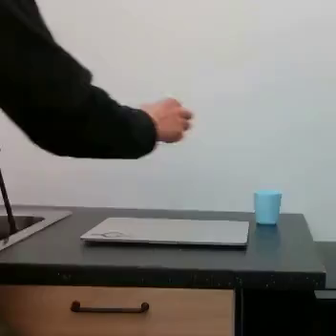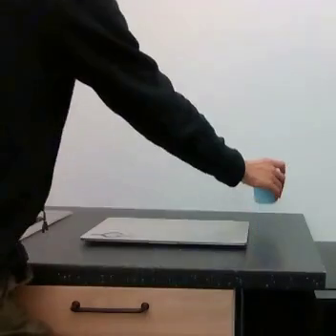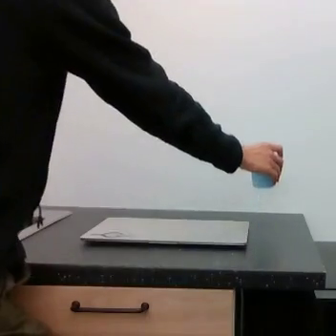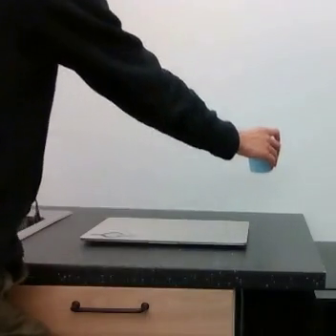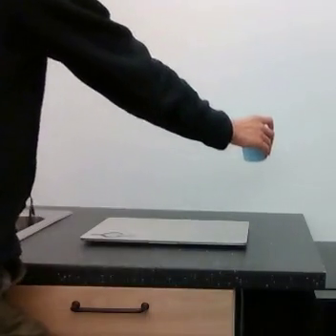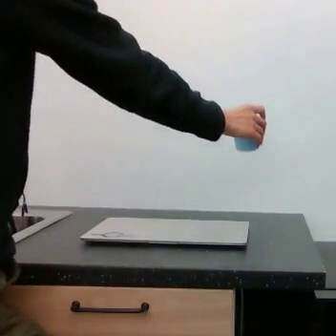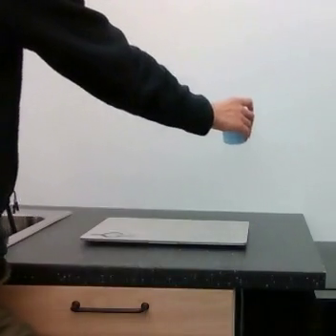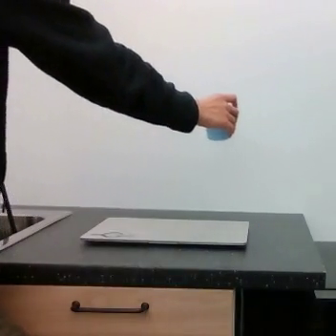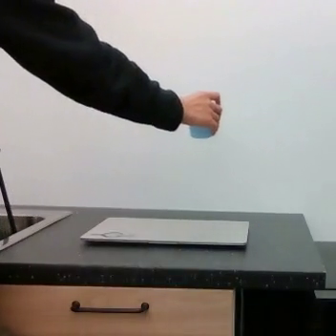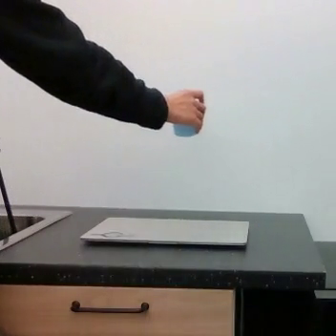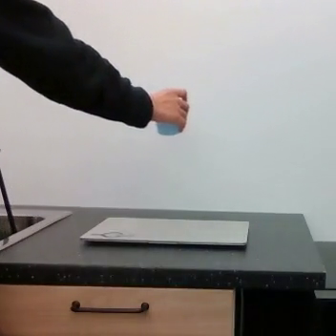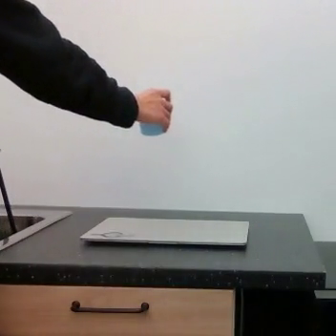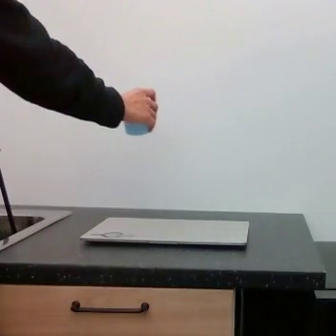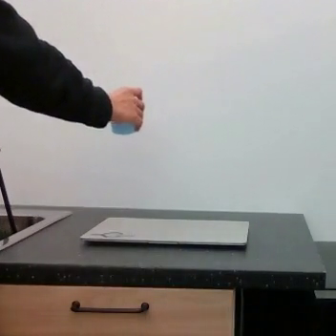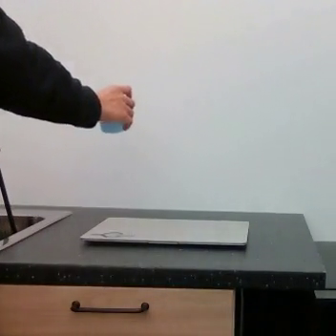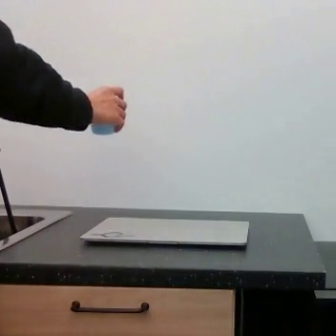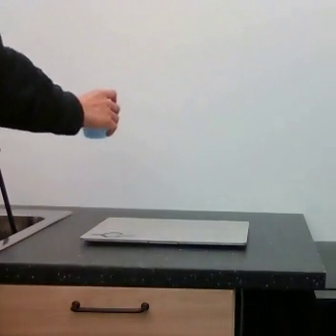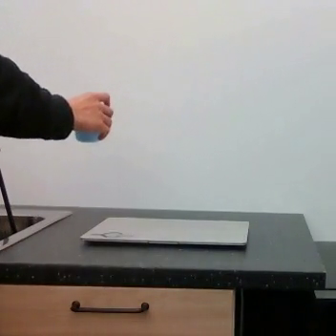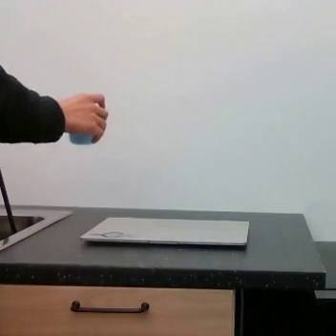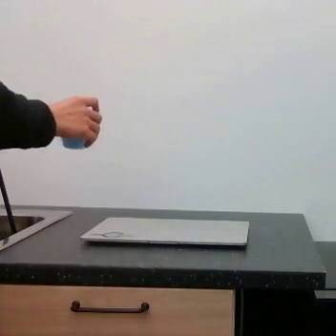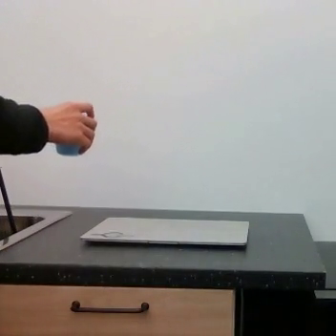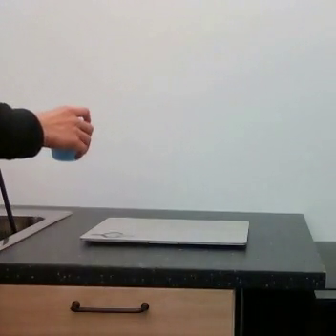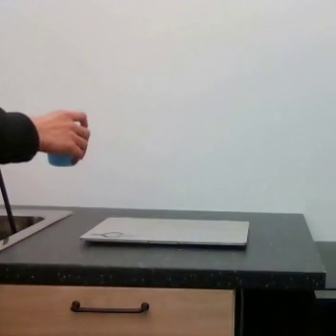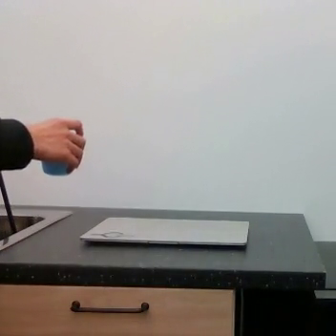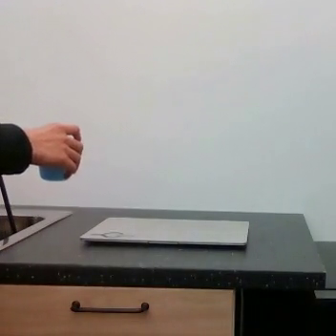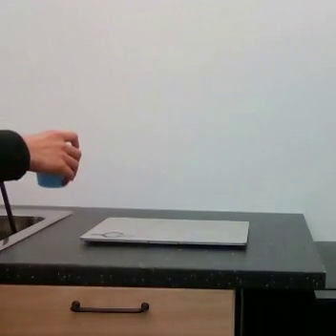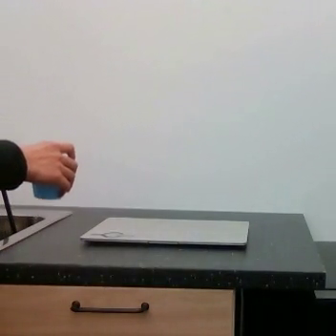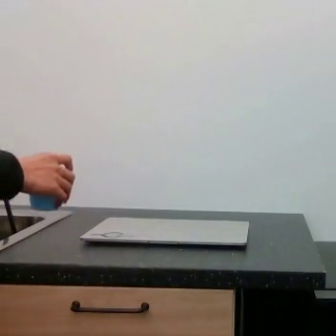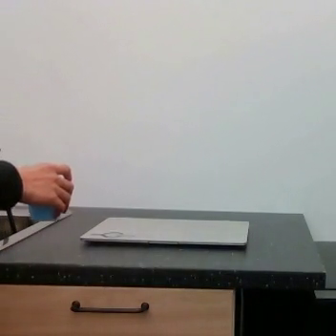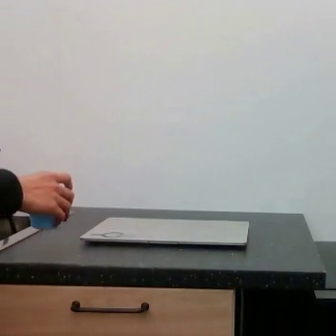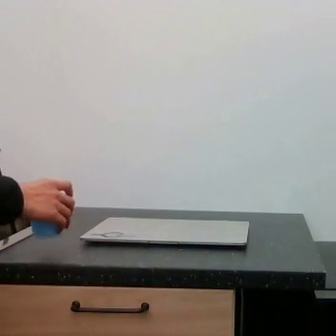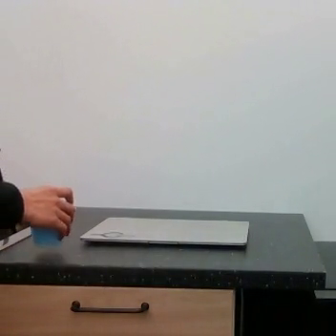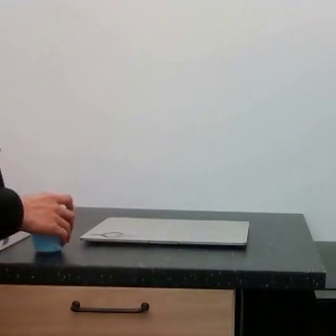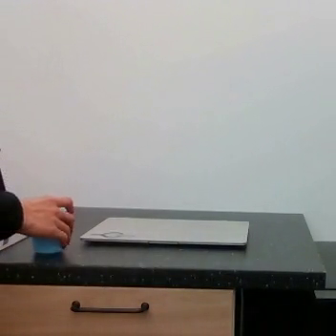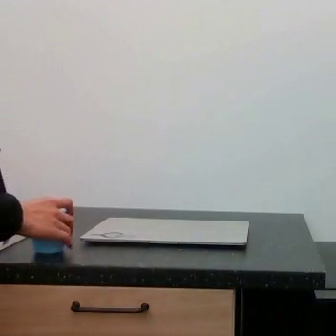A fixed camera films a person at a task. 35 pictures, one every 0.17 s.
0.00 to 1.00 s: The hand goes to the right and downward, then upward and to the left.
1.00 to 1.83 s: The hand goes to the left.
1.83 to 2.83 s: The hand goes to the left.
2.83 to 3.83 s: The hand goes to the left and downward.
3.83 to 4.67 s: The hand goes downward.
4.67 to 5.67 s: The hand goes downward.
Task: pick up the cup and place it to the lower left of the laptop.
Motion: move downward and to the right, then move downward and to the left following a concave curve.
